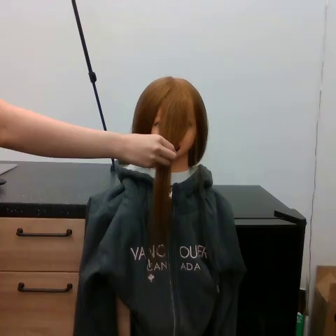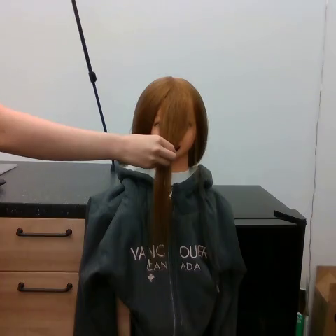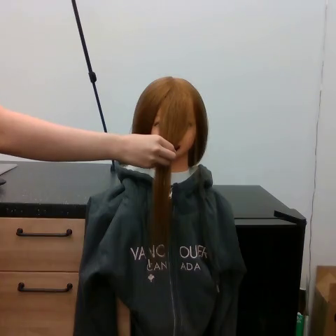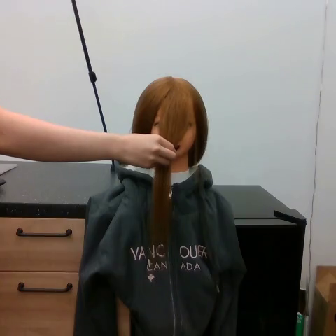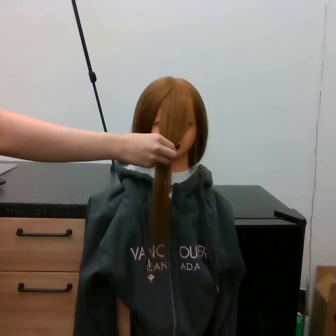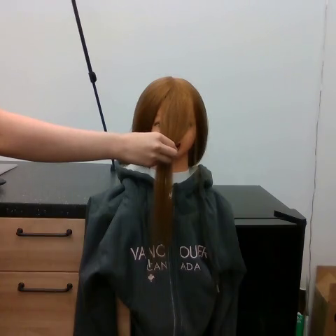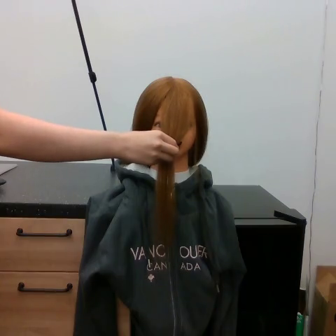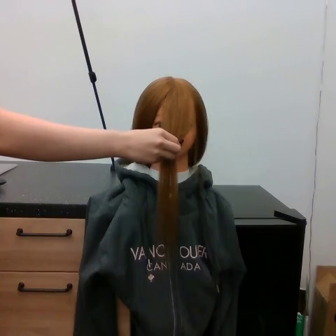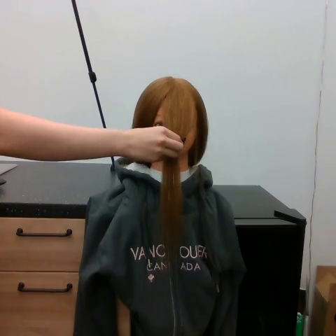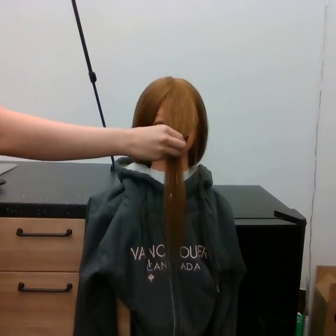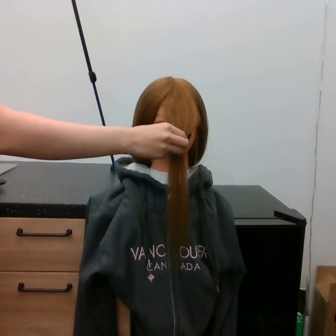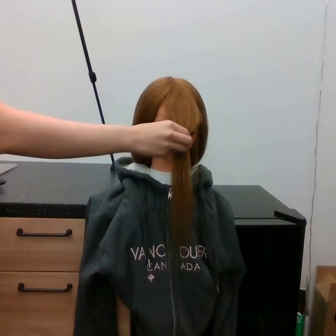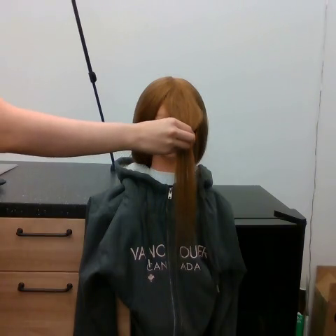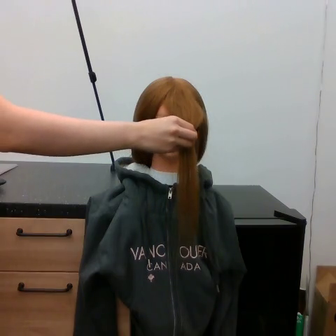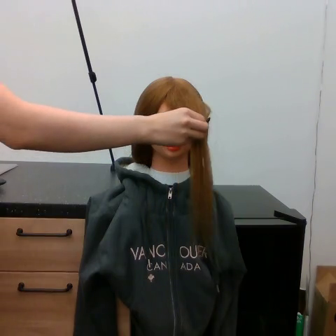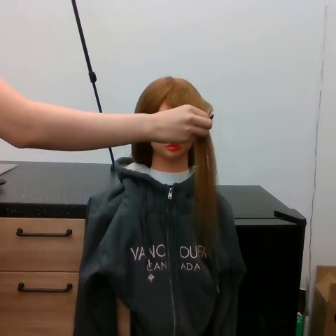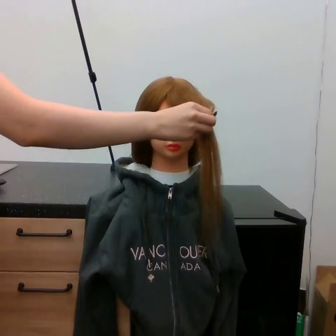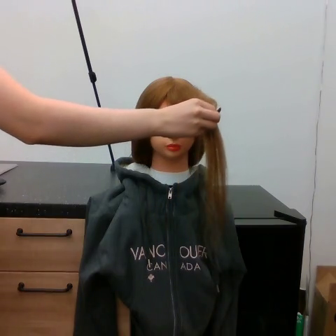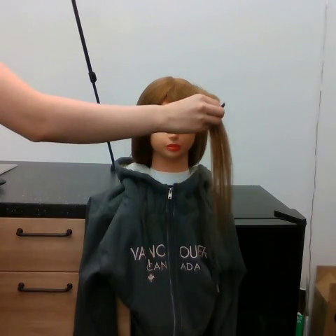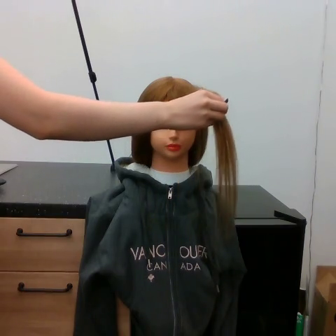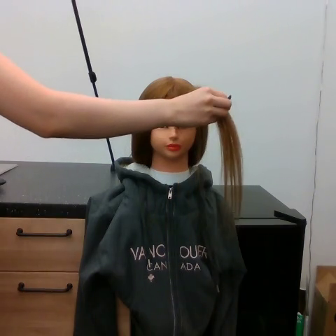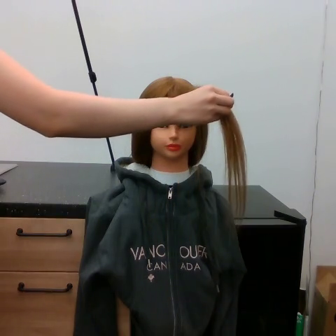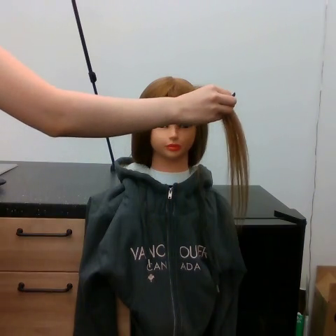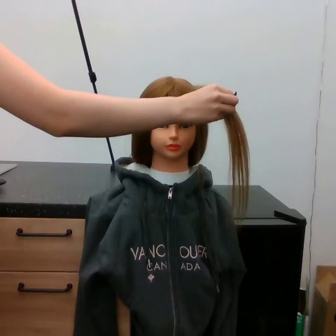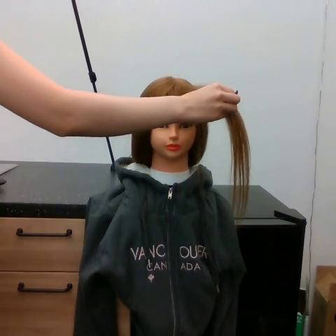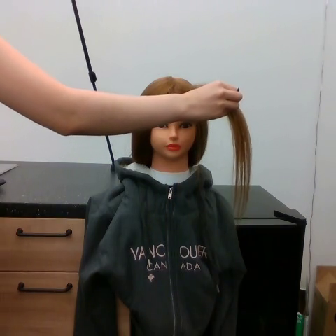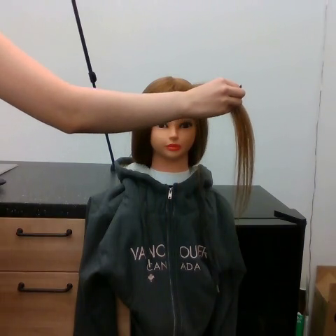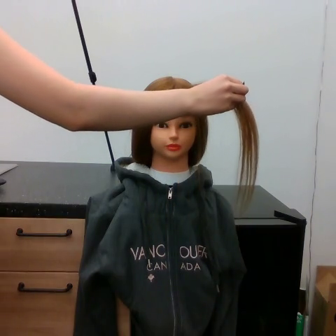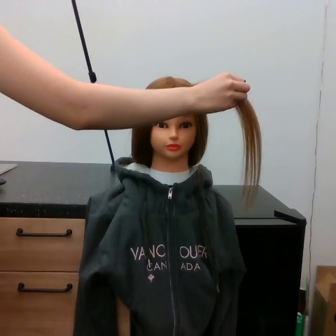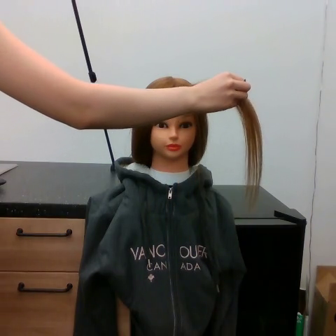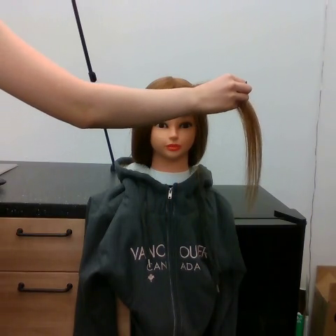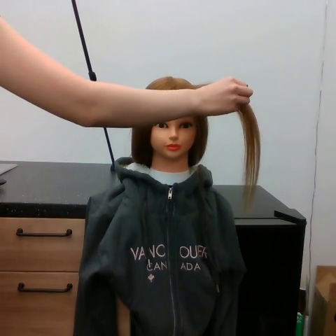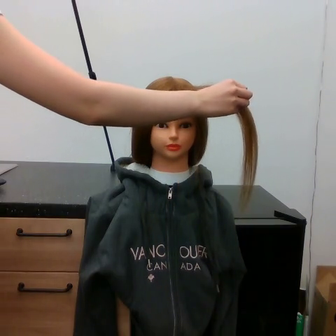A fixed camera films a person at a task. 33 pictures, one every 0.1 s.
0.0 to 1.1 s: The hand goes to the right.
1.1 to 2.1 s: The hand goes to the right and upward.
2.1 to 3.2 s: The hand goes to the right.
Task: tidy front hair.
